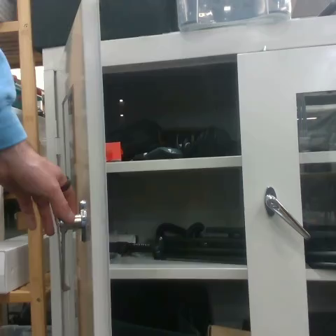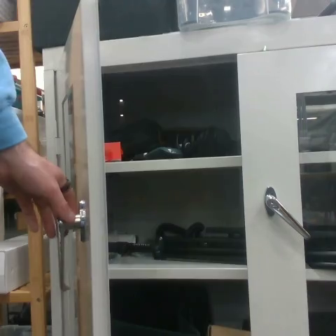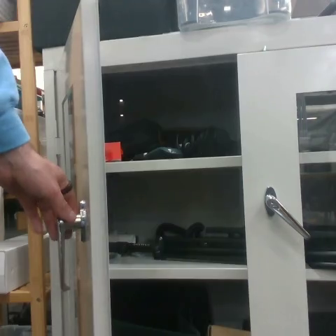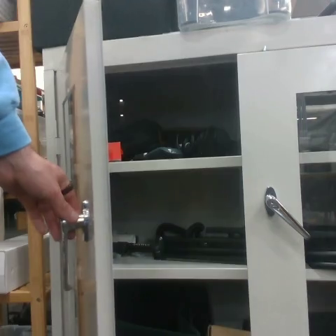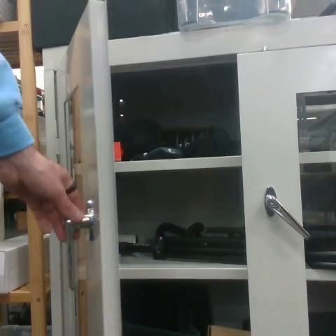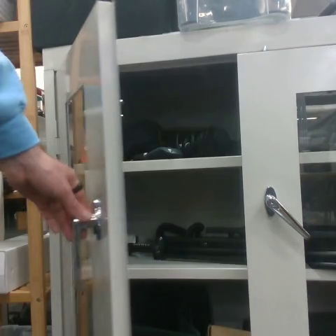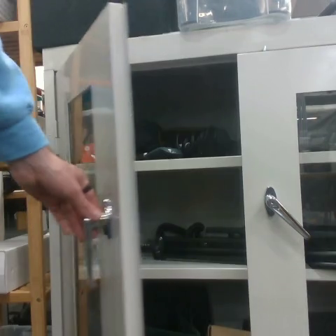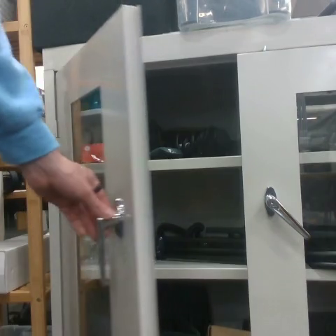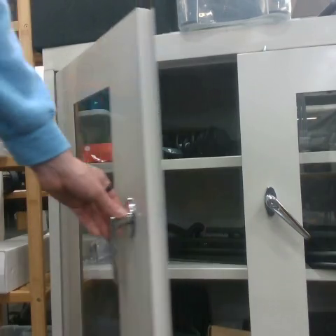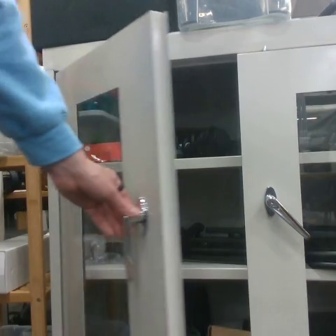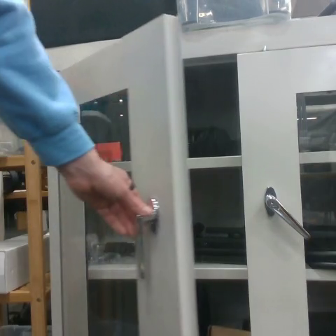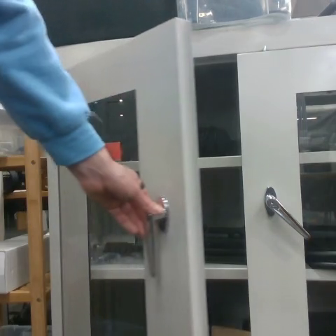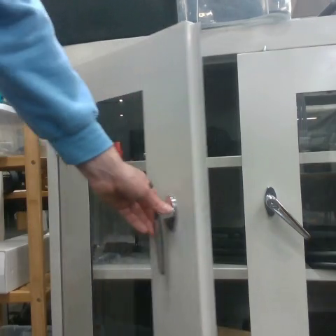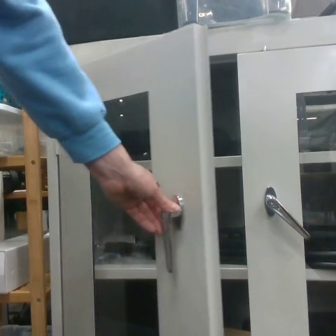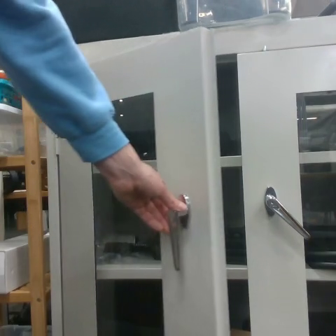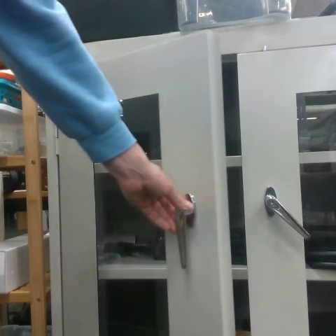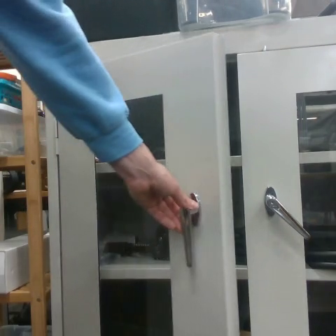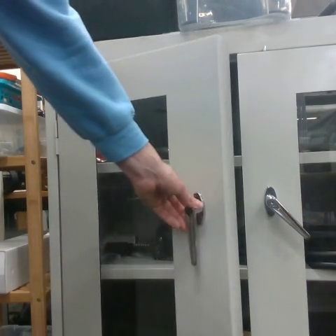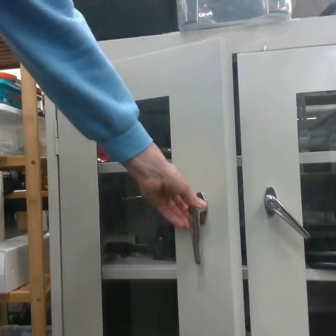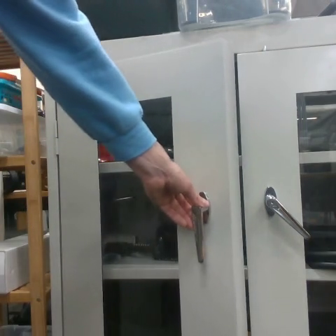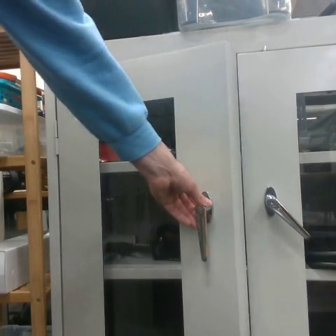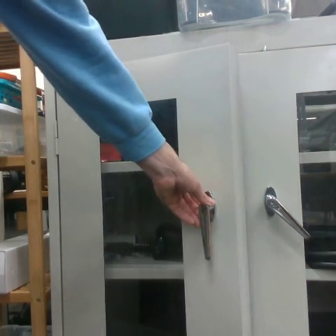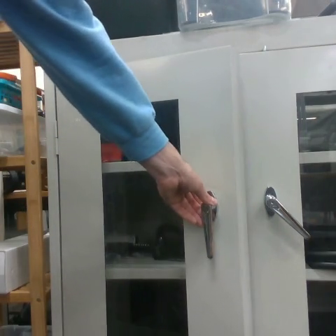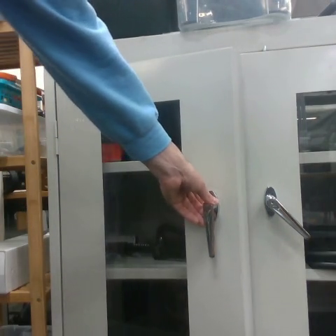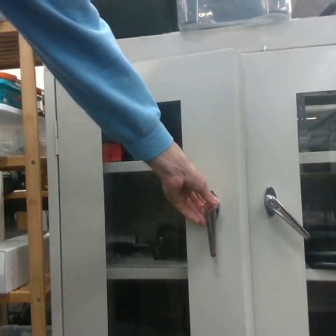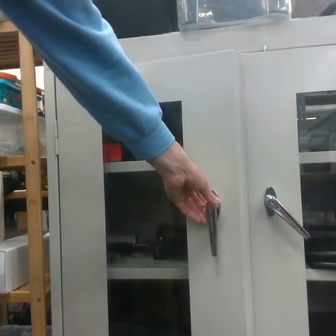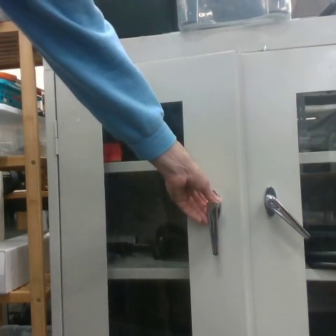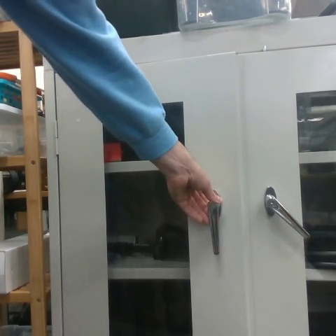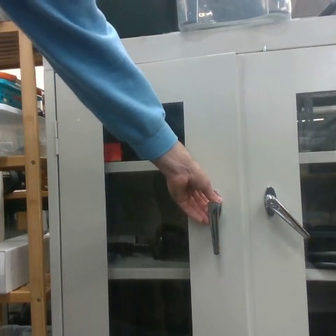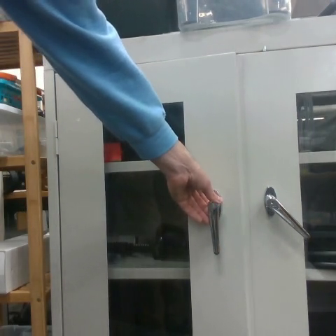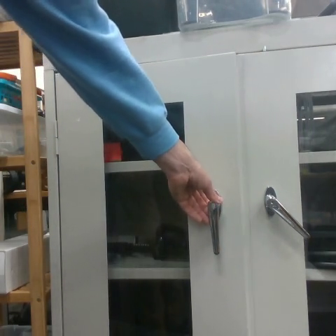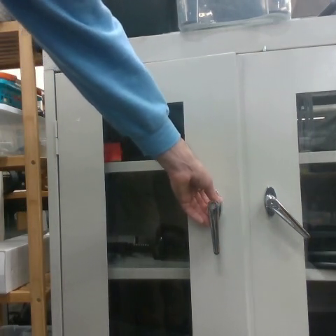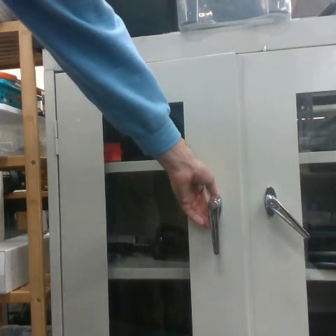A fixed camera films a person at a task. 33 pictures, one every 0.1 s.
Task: close the cabinet.
Motion: move slowly to the right.
0.0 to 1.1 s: The hand goes to the right.
1.1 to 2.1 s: The hand goes to the right.
2.1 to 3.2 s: The hand moves only a little.
